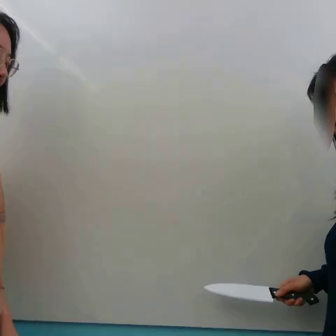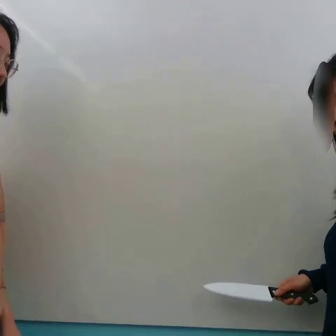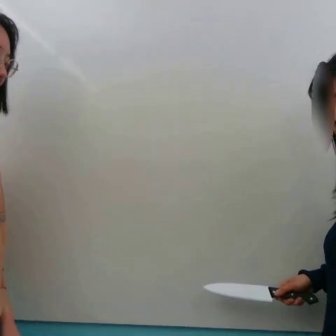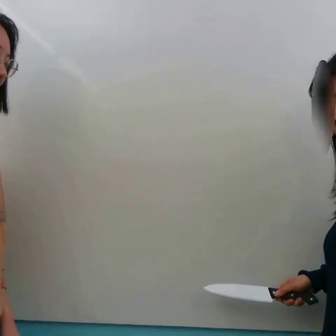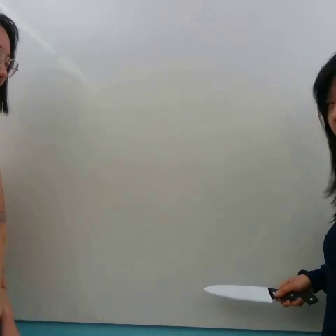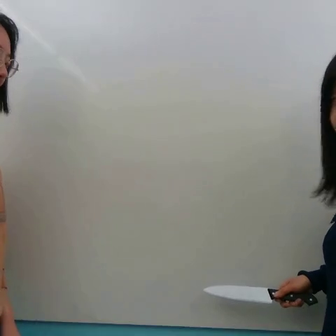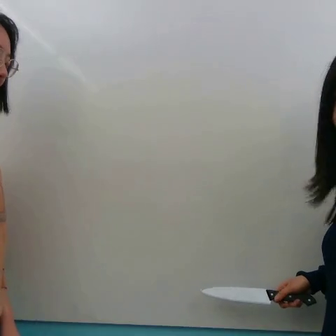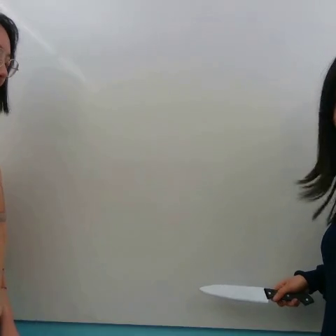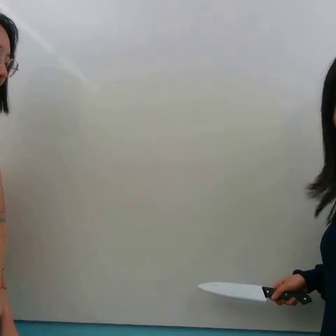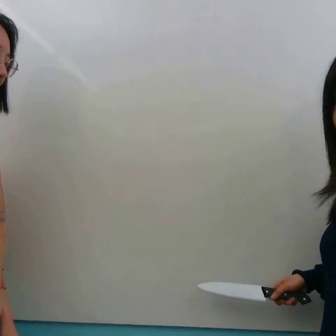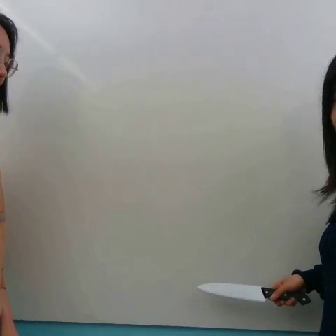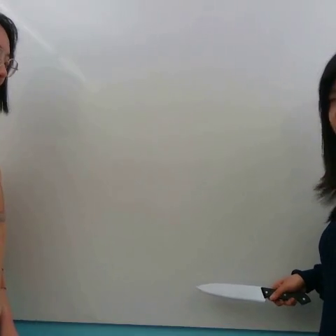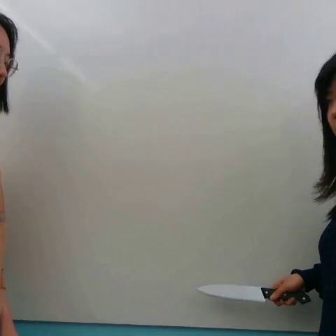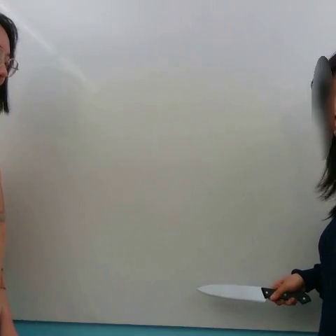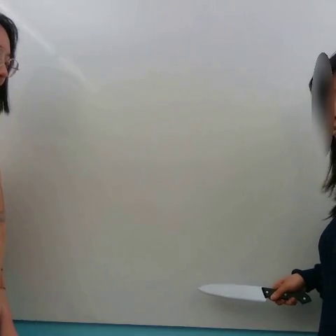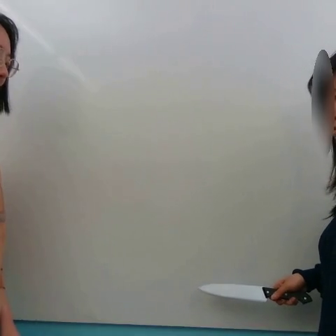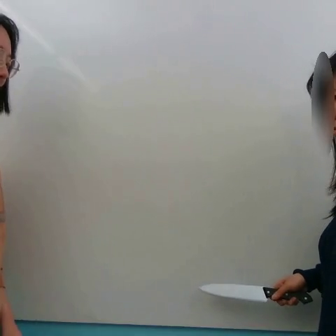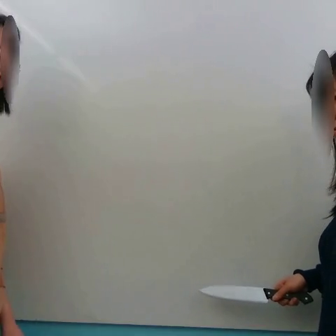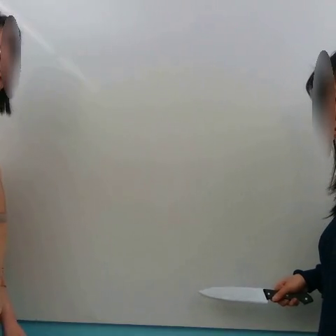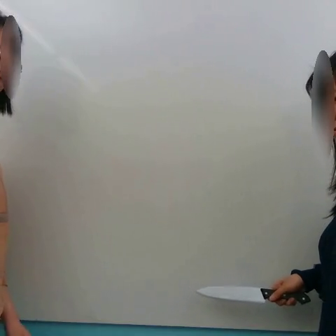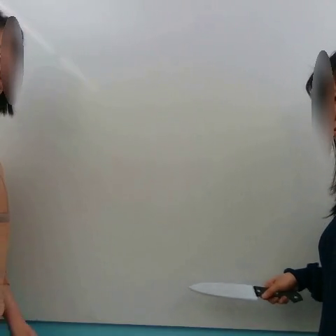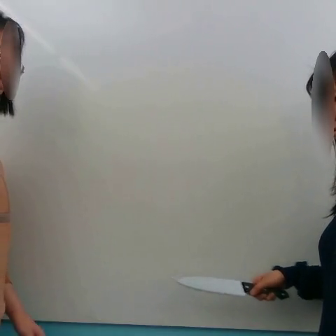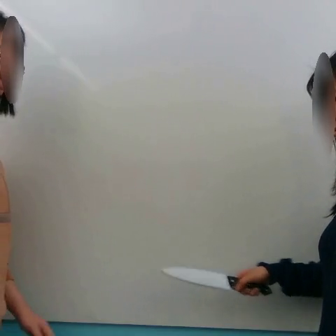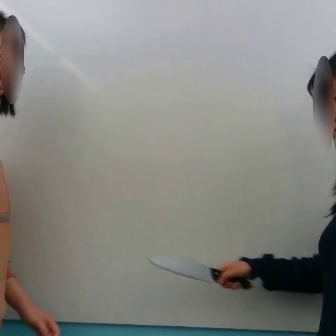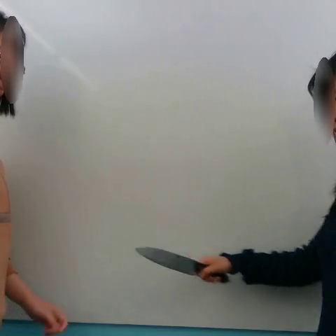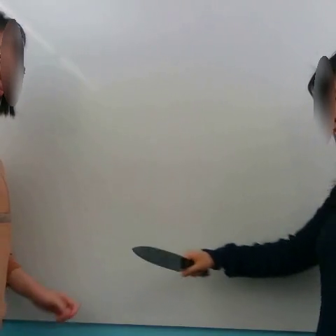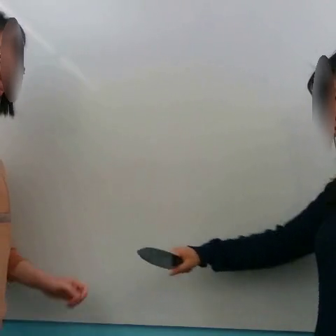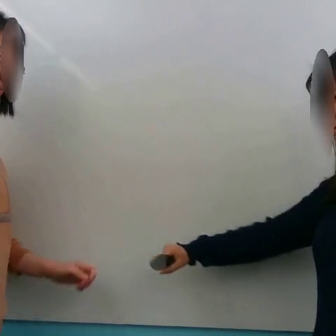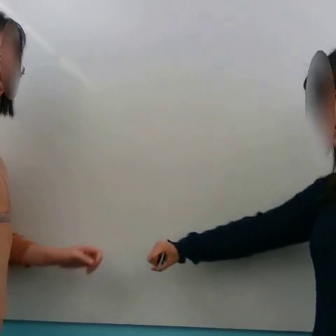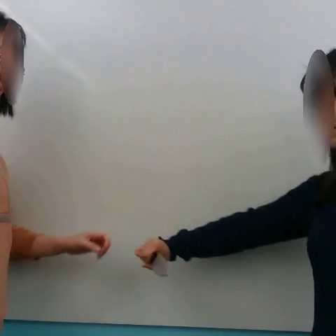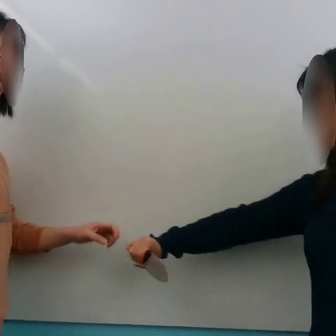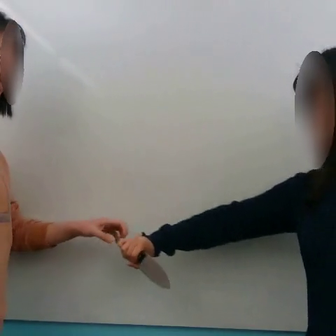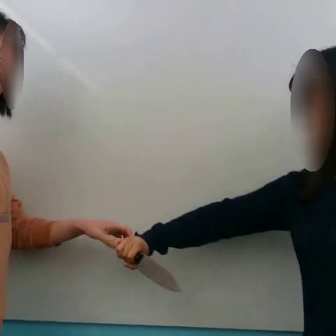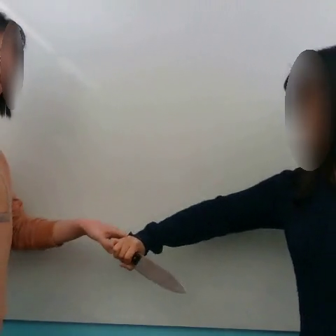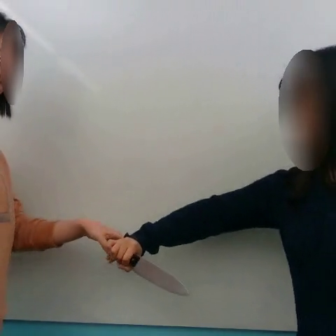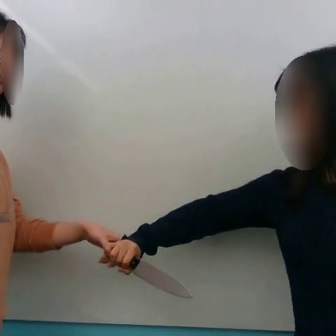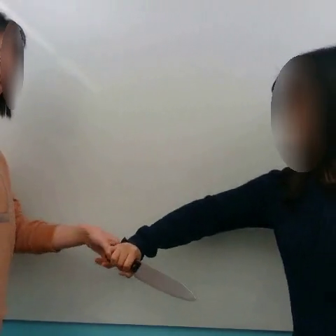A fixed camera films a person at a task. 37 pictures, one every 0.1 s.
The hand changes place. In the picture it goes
to the left.
0.0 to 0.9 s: The hand moves only a little.
0.9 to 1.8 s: The hand stays where it is.
1.8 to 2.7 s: The hand goes to the left and upward.
2.7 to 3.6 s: The hand goes to the left, then downward and to the right.
Task: handover knife.
Motion: move to the left and upward, then rotate.
